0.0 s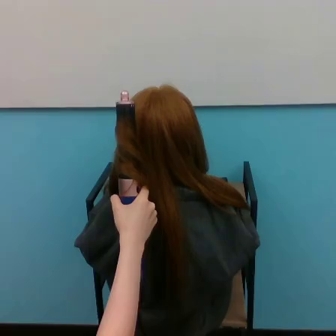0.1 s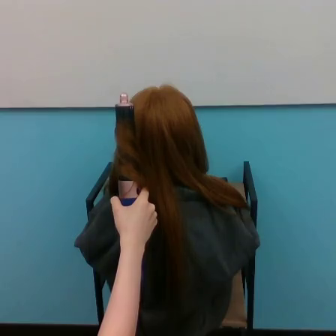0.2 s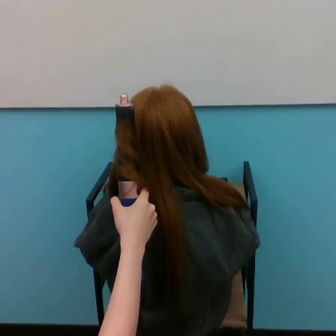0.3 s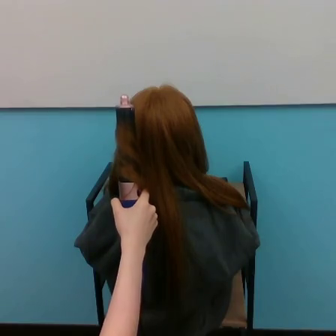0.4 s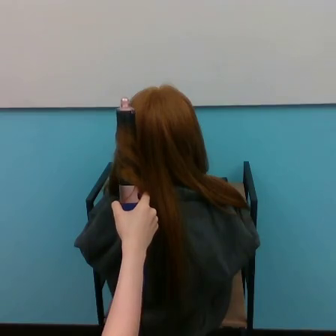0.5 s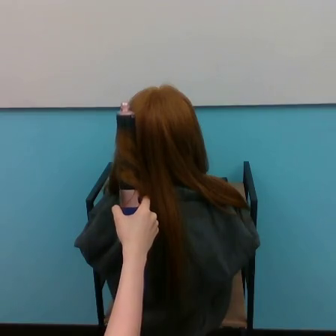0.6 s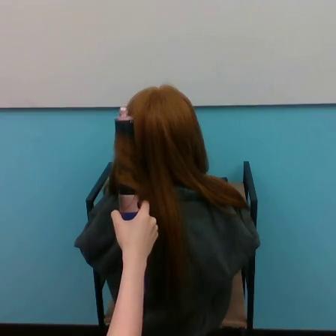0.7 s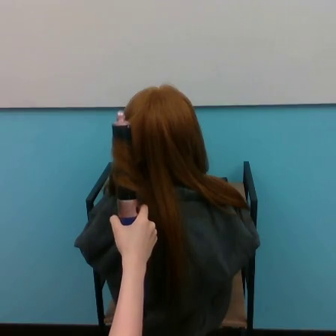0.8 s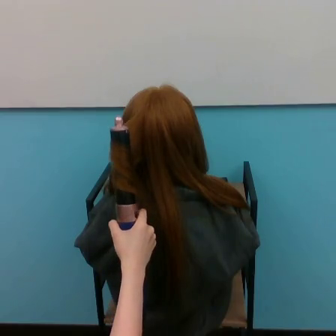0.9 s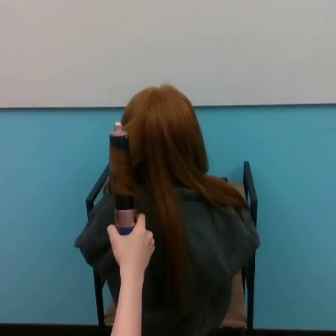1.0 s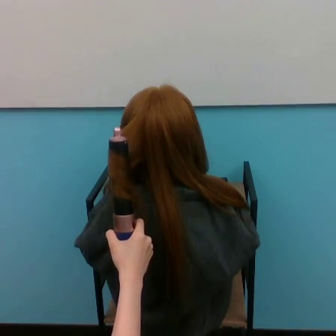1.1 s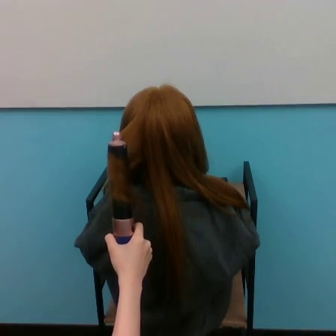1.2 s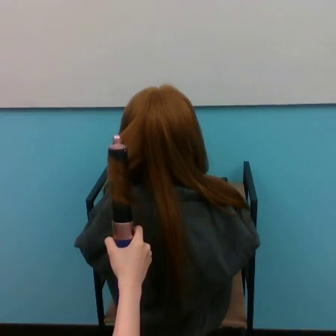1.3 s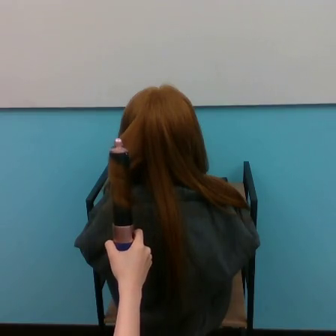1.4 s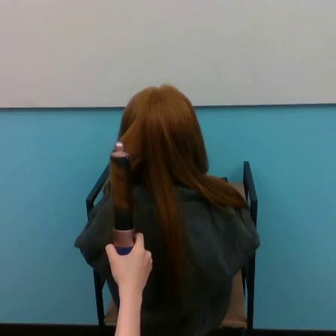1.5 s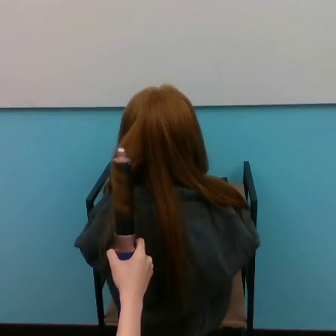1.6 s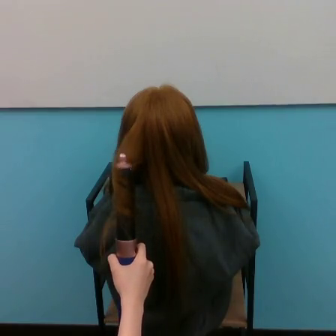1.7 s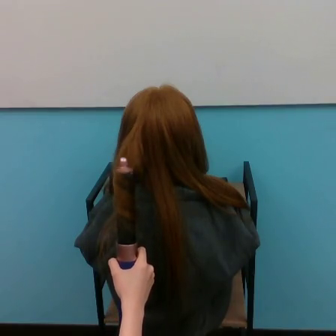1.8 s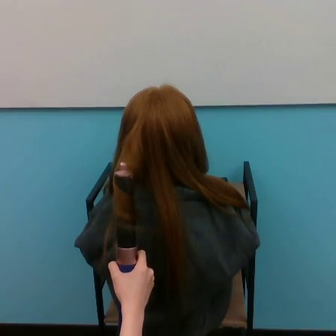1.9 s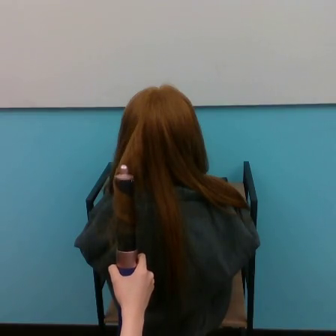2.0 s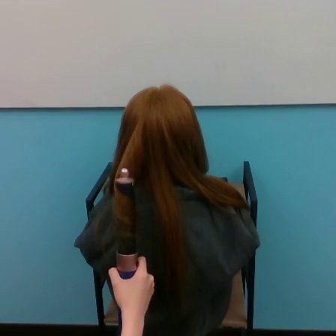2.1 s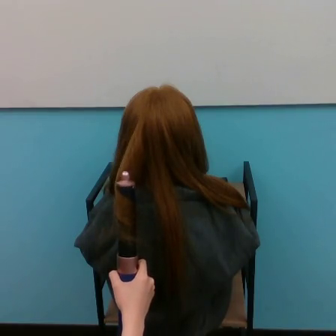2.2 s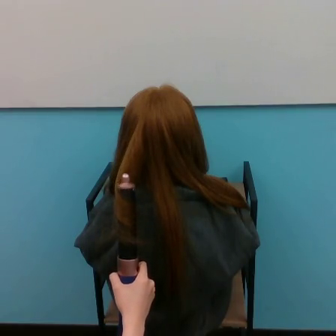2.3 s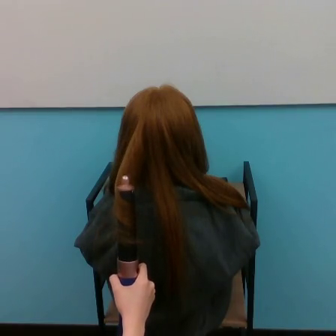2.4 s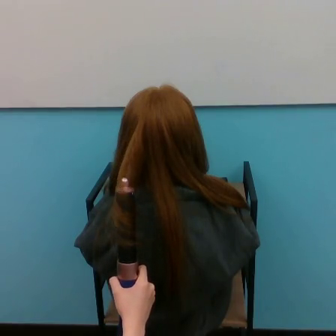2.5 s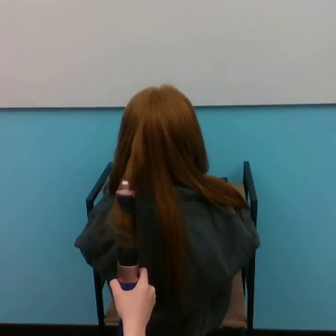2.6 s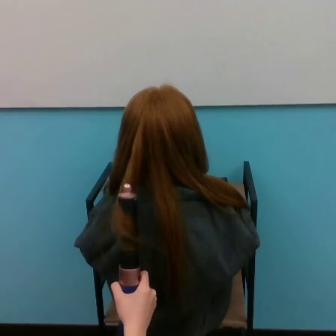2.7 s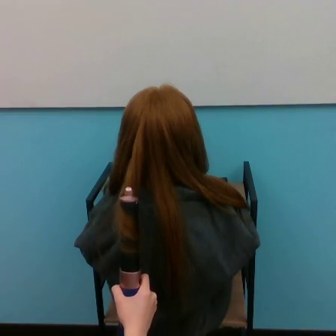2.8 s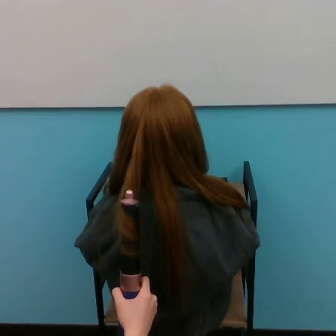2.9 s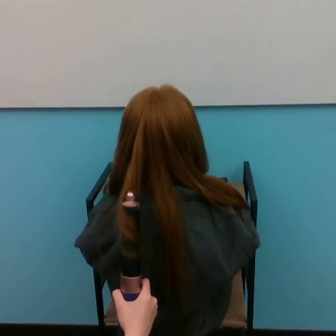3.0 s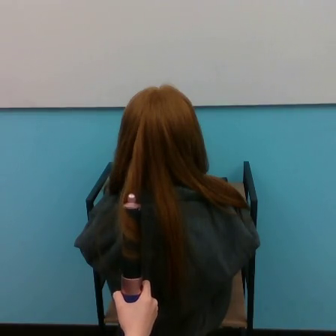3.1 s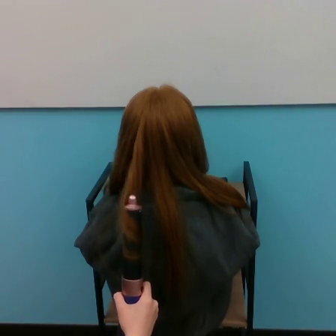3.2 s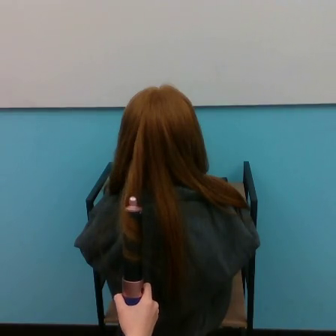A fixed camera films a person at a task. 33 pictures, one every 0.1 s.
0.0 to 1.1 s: The hand goes downward.
1.1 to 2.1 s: The hand goes downward.
2.1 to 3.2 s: The hand goes downward.
Task: curl hair.
